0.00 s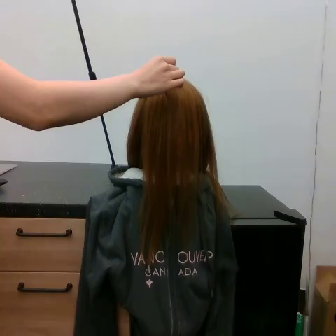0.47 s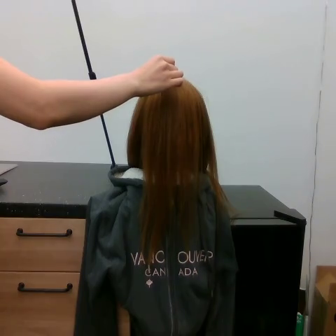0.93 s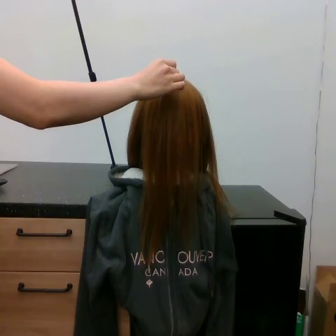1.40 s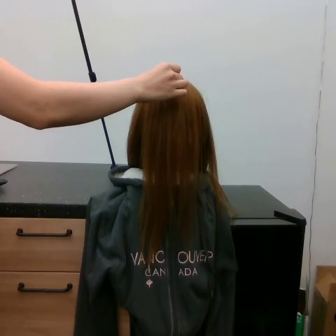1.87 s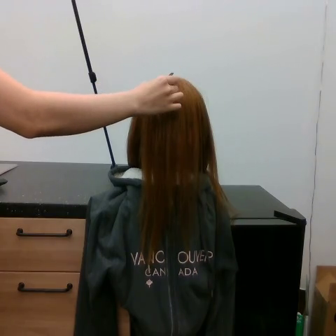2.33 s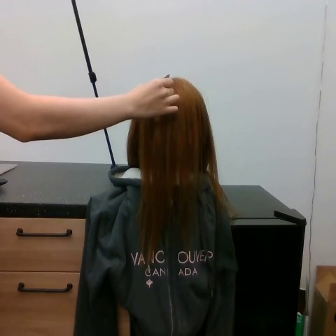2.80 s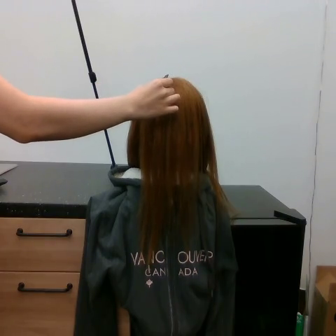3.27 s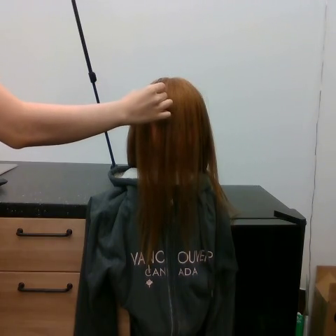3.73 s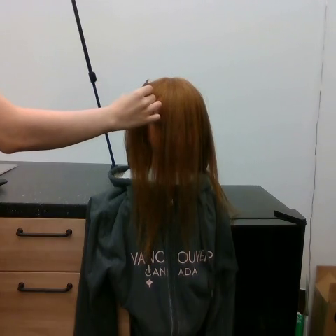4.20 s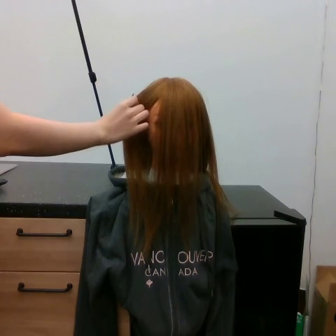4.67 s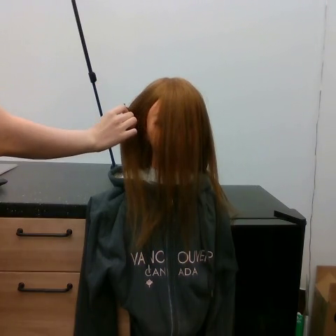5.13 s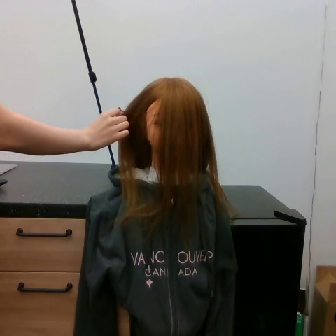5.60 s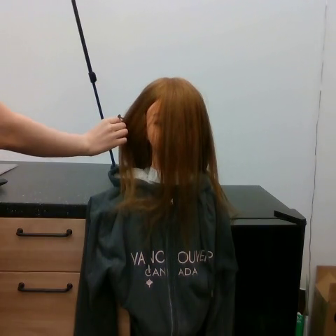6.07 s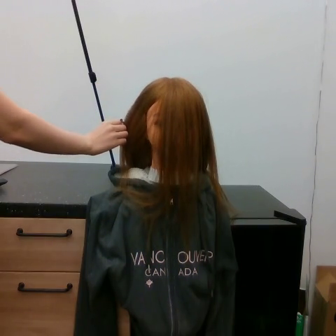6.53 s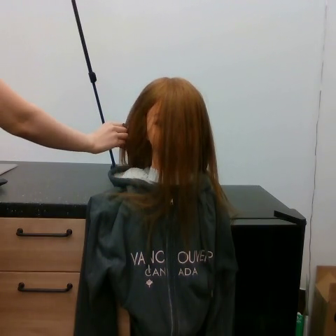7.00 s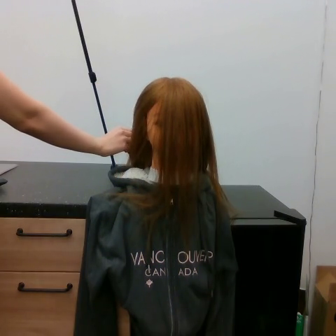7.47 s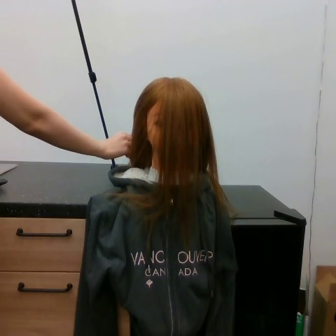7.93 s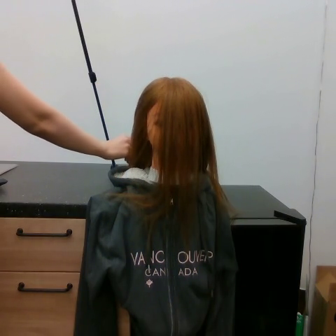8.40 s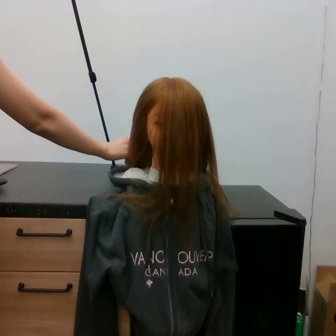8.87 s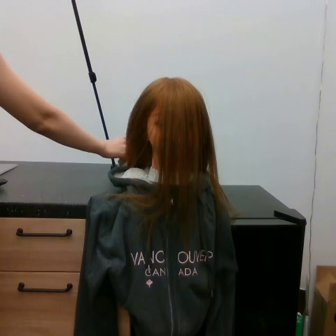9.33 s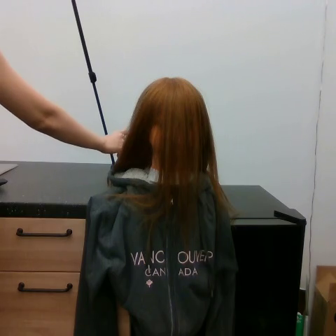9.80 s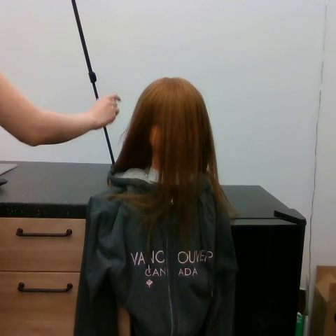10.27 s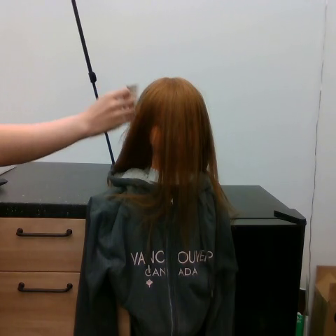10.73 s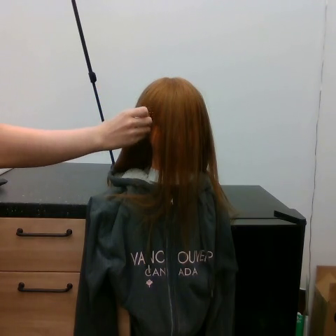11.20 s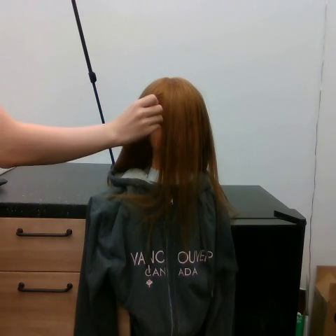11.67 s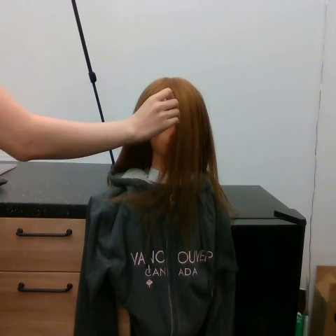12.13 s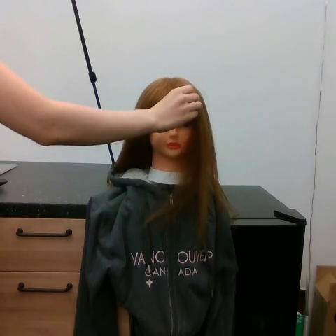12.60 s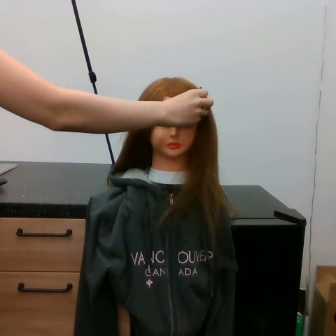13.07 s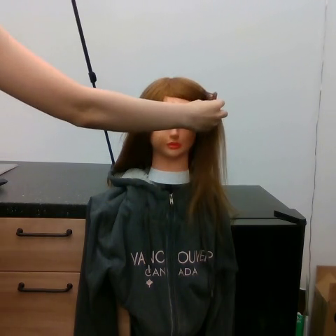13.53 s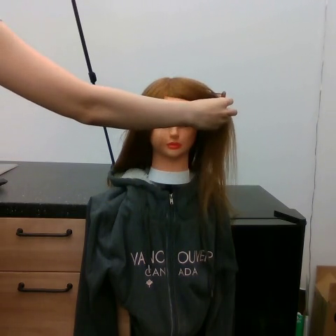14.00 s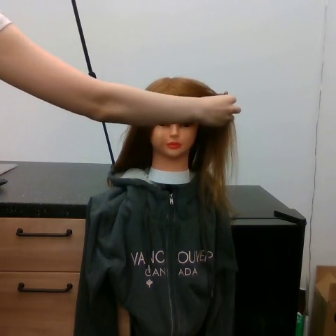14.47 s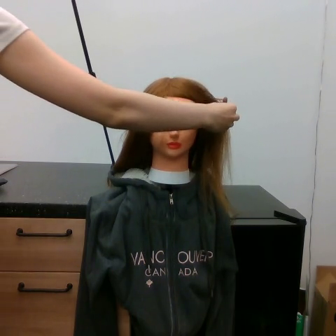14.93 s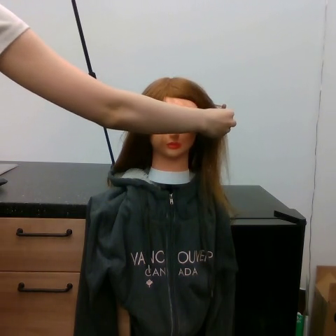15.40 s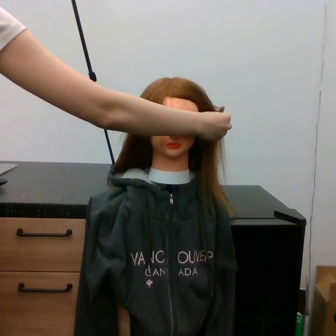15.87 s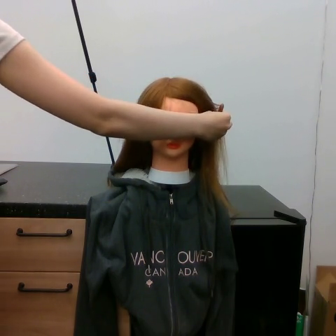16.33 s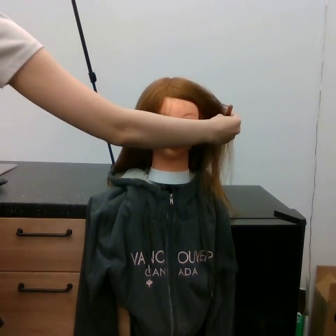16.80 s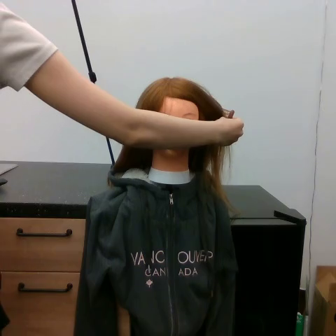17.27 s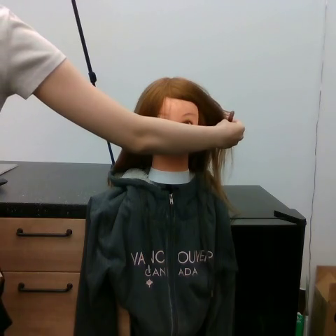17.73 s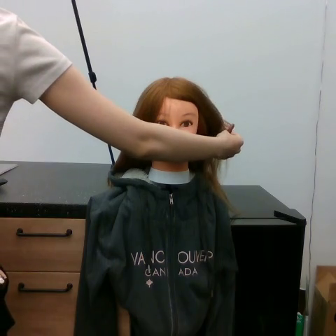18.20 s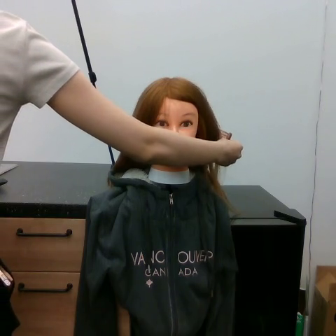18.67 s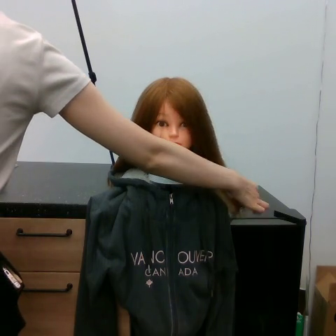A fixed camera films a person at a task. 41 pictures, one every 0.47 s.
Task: part hair.
Motion: move downward, move downward and to the left, move upward, then move downward and to the right.
0.00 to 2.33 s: The hand goes downward.
2.33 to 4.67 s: The hand goes to the left and downward.
4.67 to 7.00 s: The hand goes downward.
7.00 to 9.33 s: The hand moves only a little.
9.33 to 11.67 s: The hand goes upward and to the left, then to the right.
11.67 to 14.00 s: The hand goes to the right.
14.00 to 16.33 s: The hand goes downward.
16.33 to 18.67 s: The hand goes downward and to the right.
